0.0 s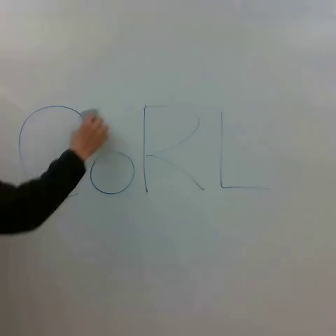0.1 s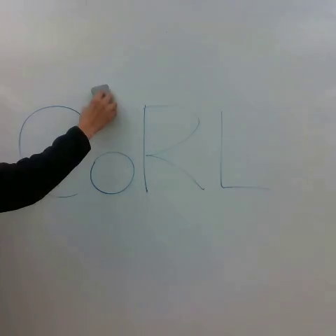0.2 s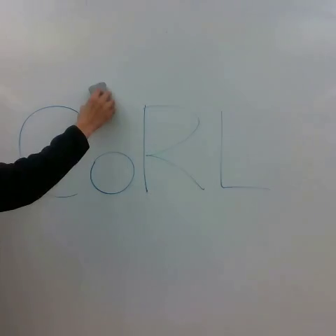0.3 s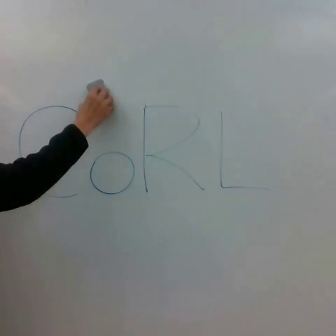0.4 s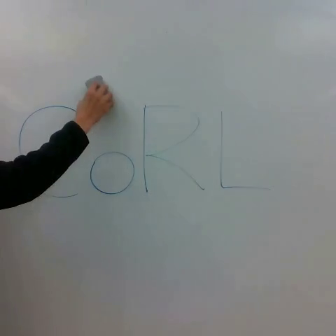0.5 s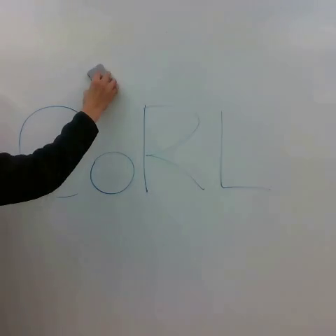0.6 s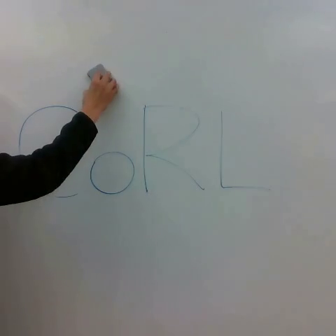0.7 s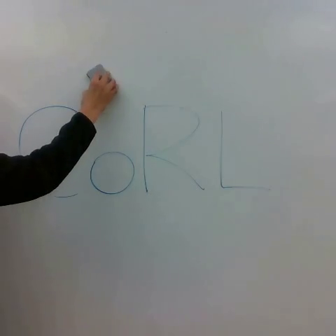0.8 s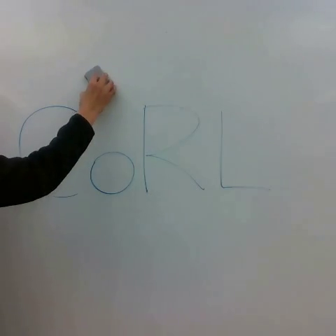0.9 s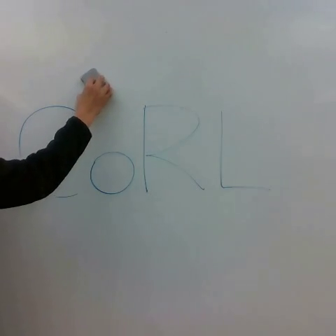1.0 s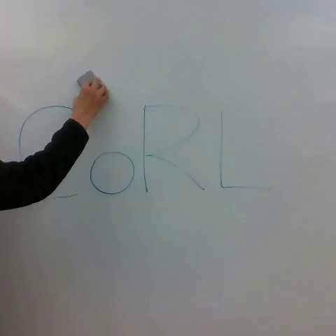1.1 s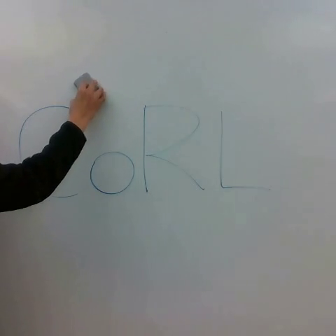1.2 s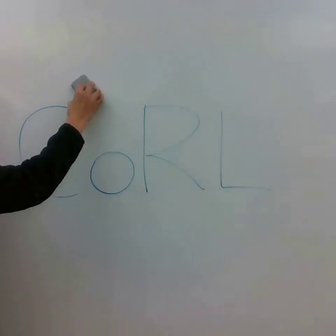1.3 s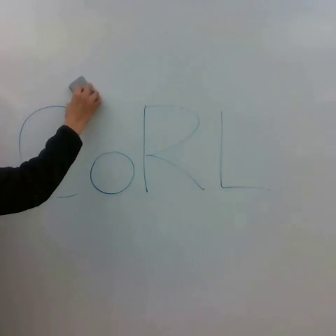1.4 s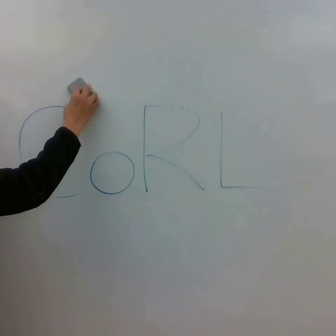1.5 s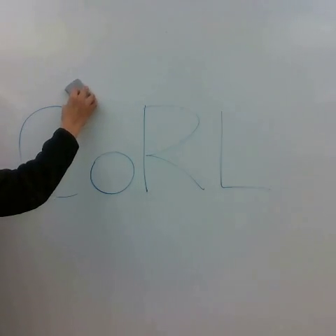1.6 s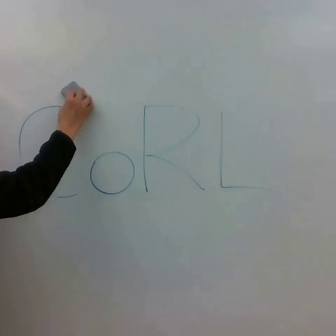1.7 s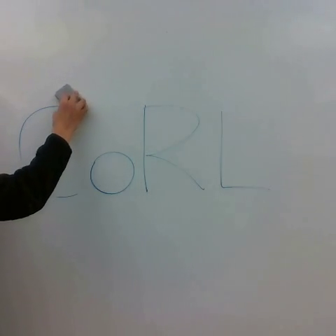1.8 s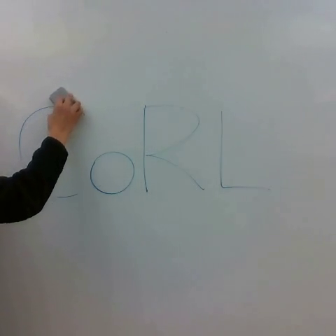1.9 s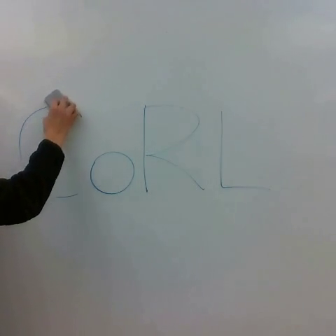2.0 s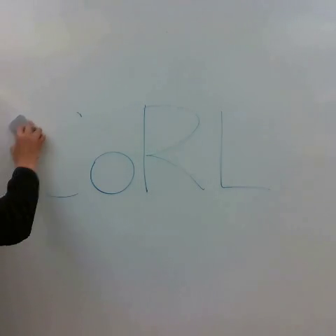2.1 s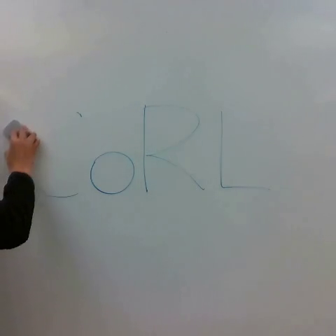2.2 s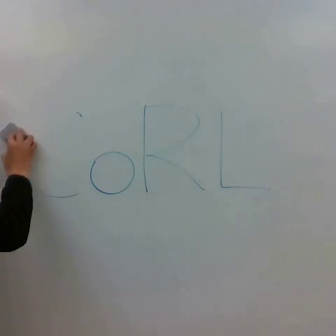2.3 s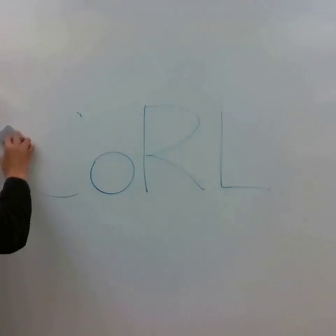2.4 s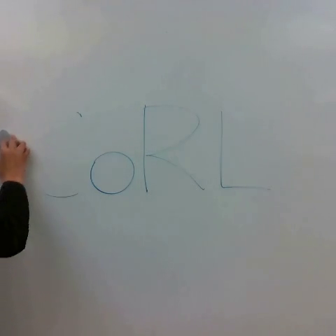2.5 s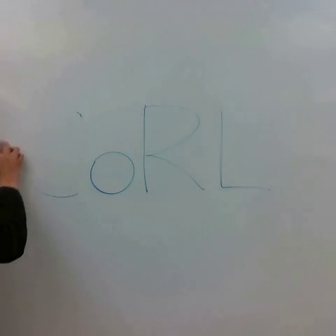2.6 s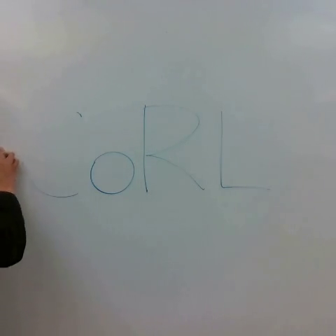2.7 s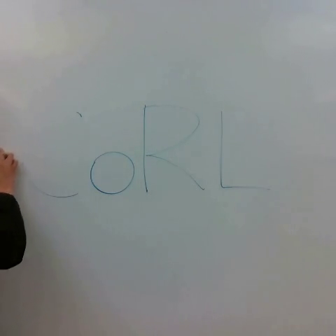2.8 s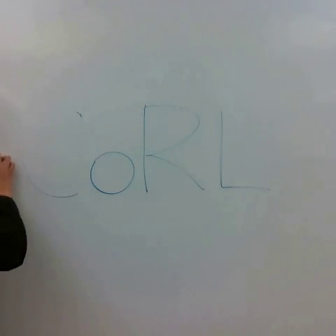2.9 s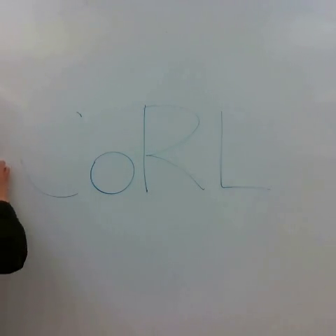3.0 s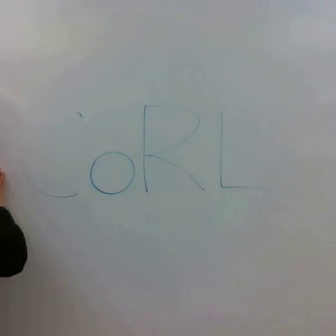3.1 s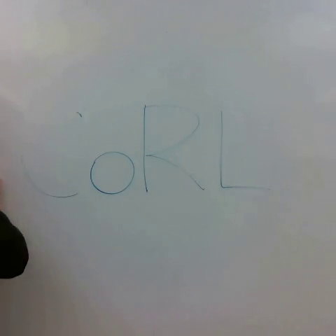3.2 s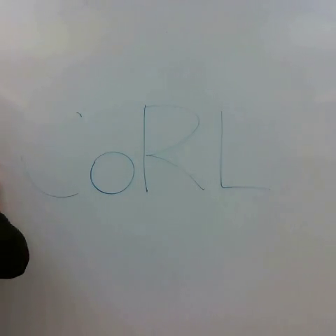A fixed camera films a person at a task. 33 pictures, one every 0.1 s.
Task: erase whiteboard.
0.0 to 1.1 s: The hand goes upward.
1.1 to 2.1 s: The hand goes to the left and downward.
2.1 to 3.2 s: The hand goes downward.
